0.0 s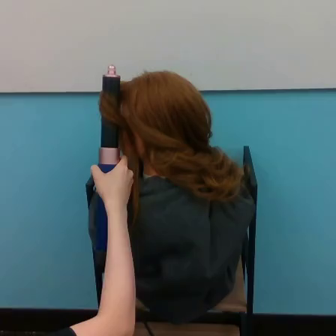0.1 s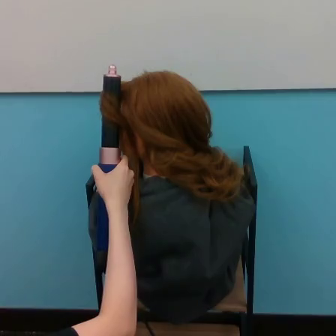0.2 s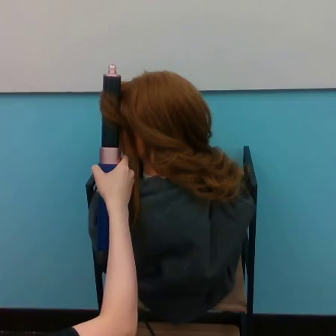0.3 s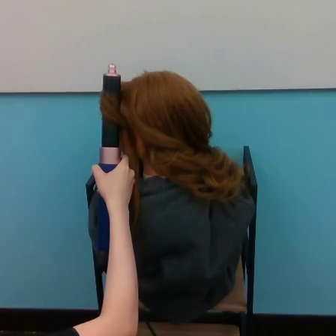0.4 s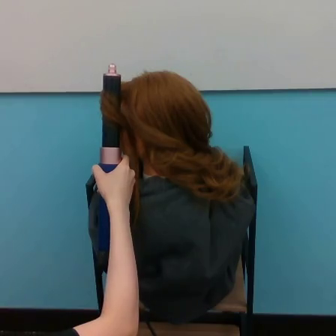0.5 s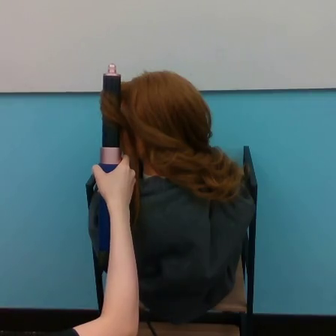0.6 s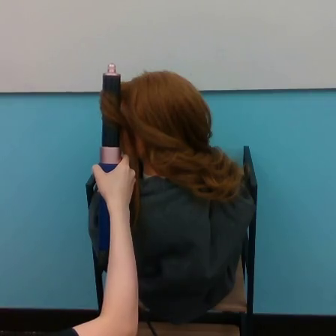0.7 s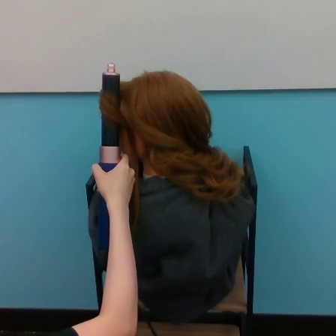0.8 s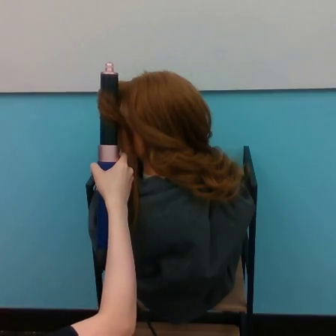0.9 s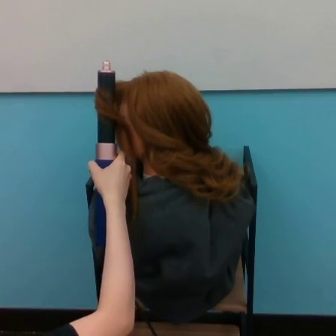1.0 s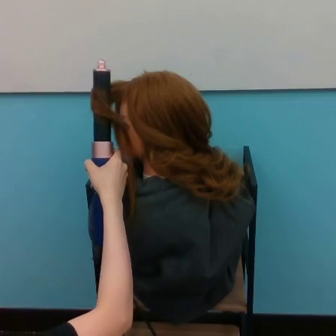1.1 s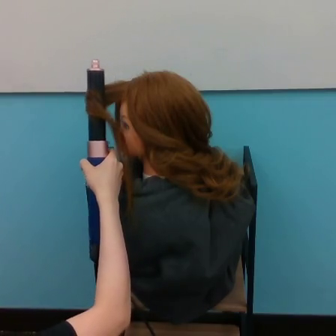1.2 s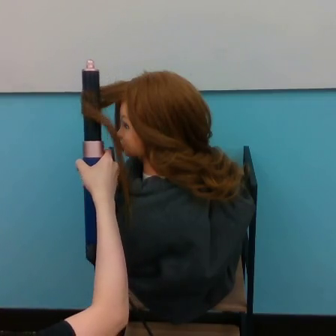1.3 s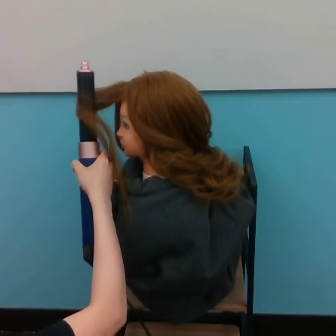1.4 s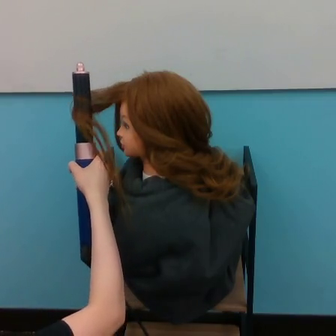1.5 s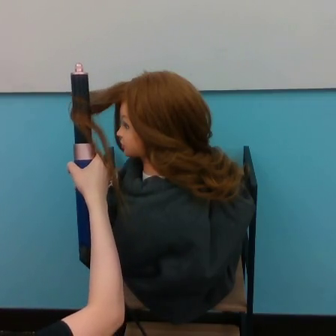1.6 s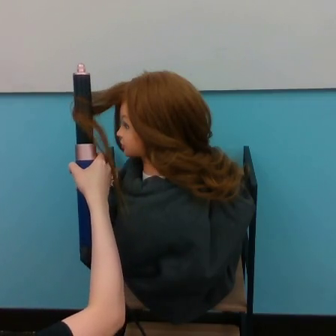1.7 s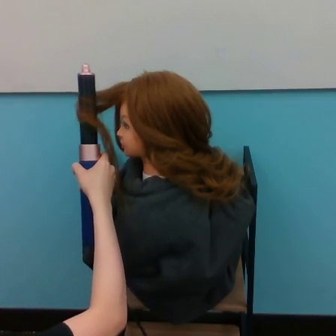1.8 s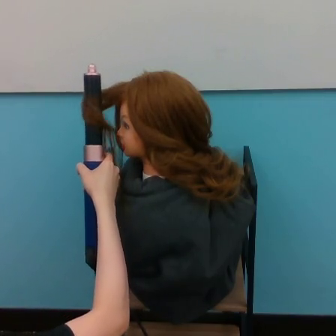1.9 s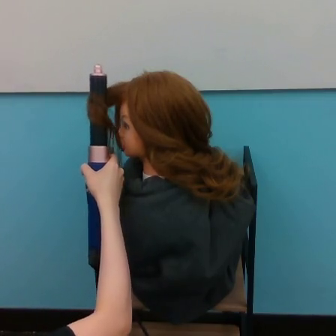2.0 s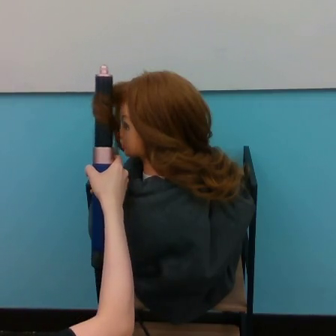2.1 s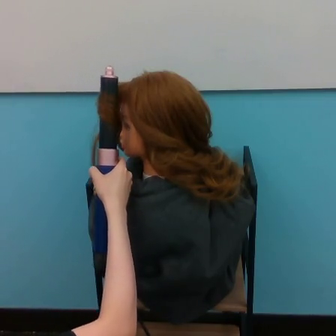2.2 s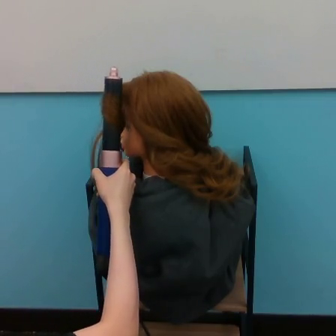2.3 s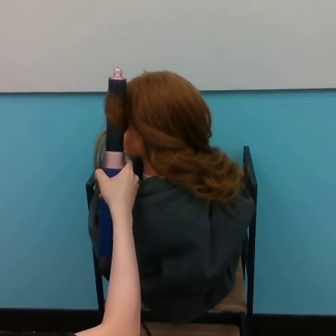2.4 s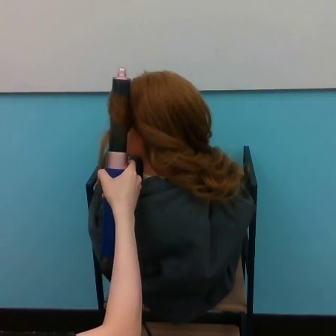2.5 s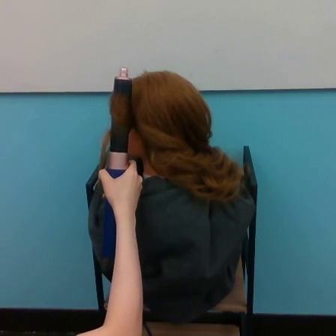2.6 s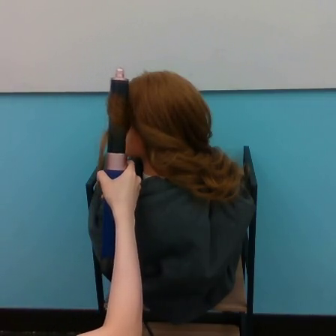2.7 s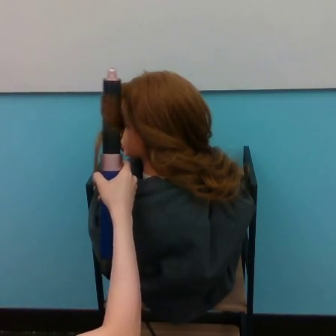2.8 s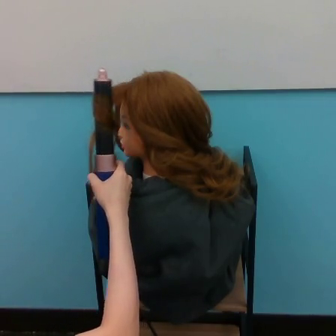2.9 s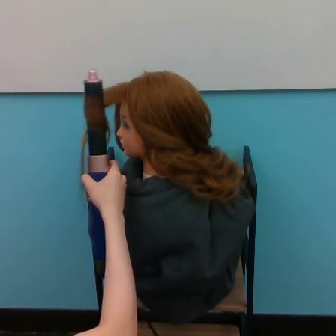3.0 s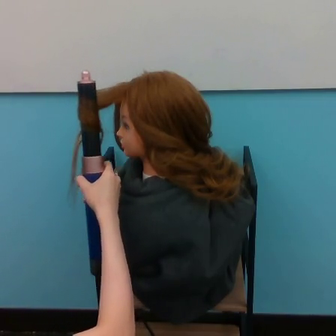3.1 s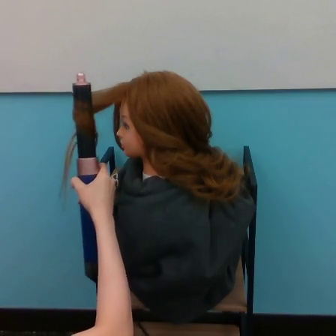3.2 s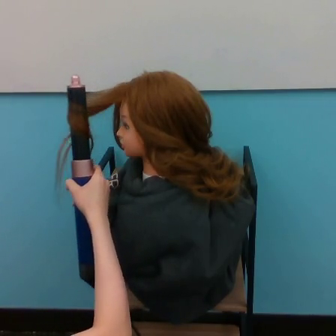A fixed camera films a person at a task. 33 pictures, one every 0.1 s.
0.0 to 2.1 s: The hand goes to the left, then to the right, on a counterclockwise arc.
2.1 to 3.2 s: The hand goes to the left.
Task: curl hair.
